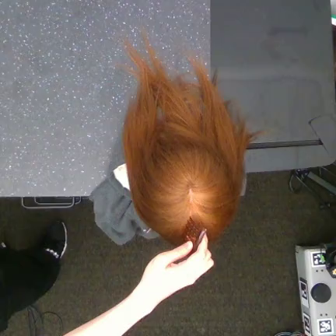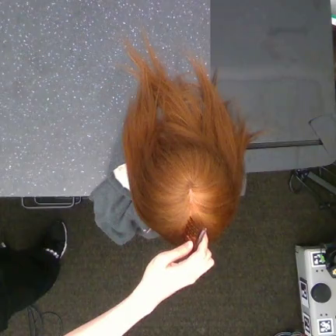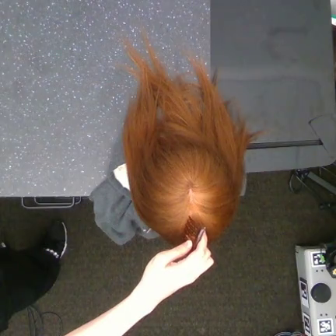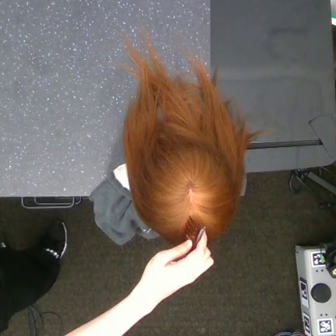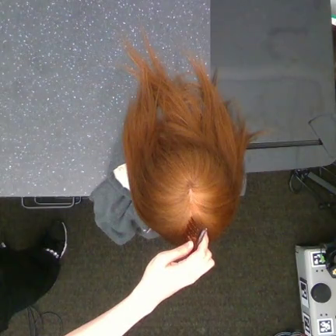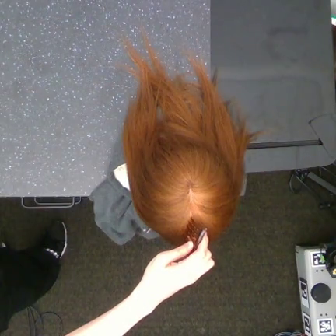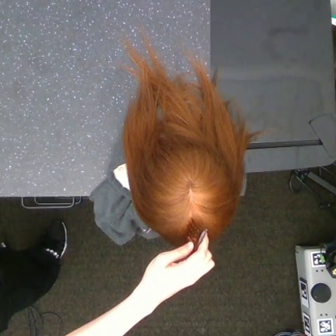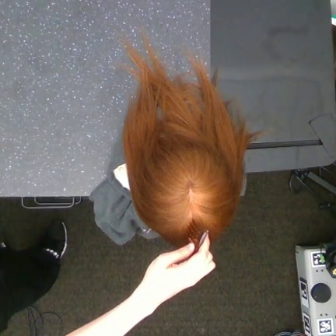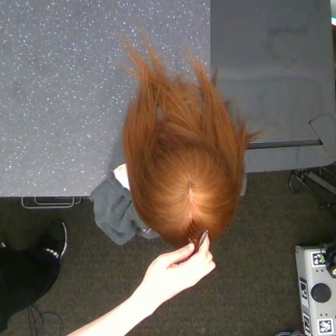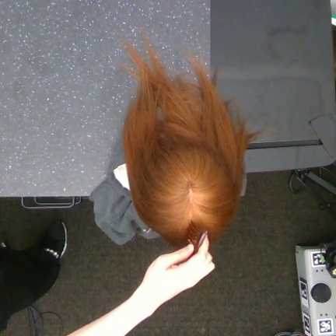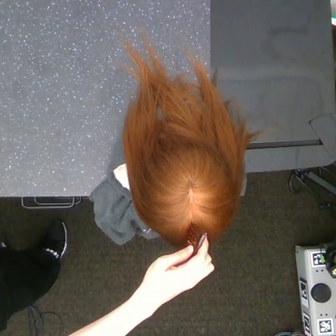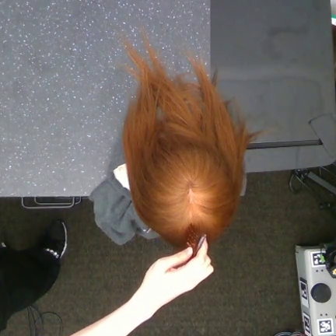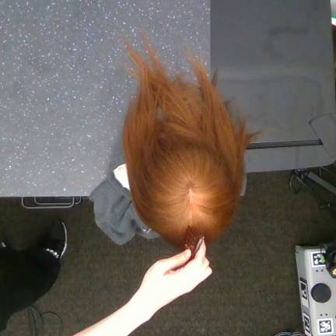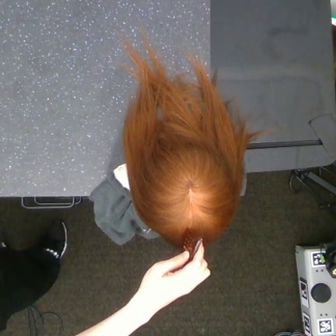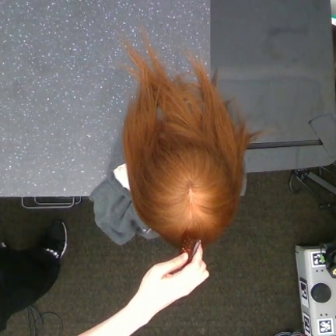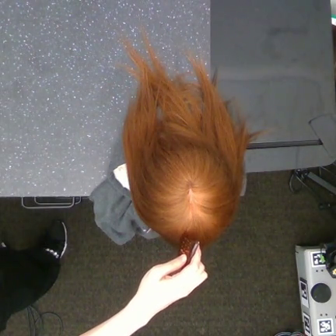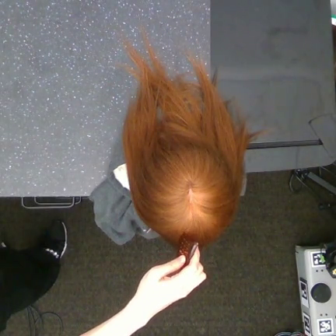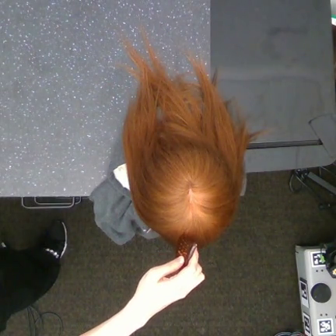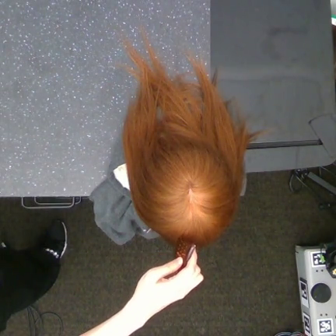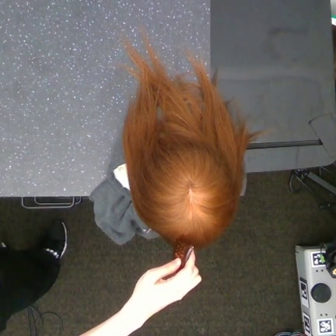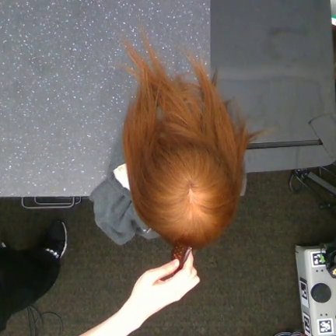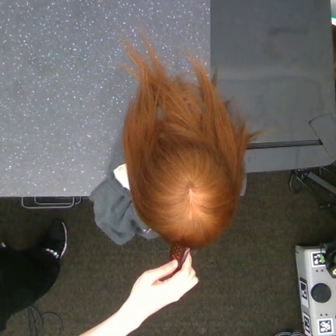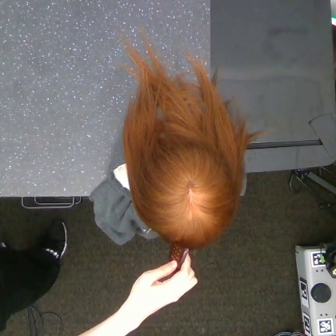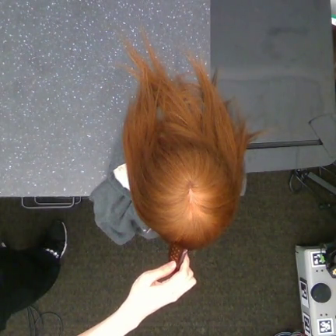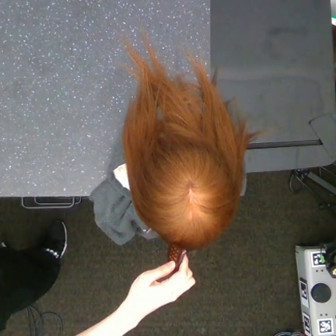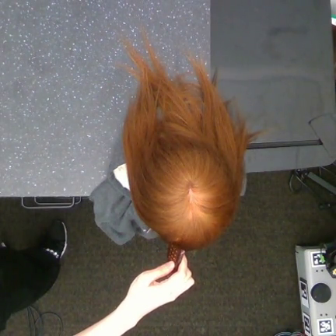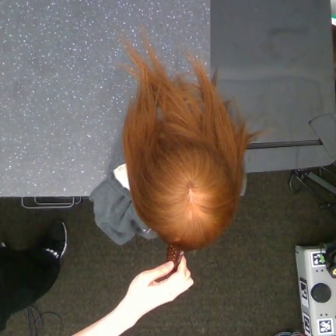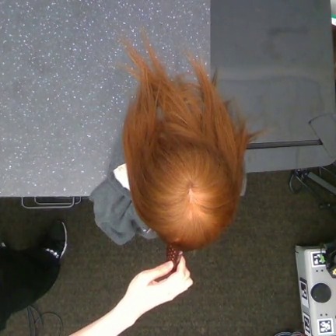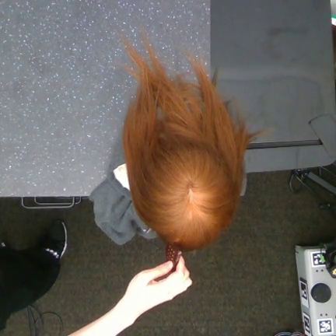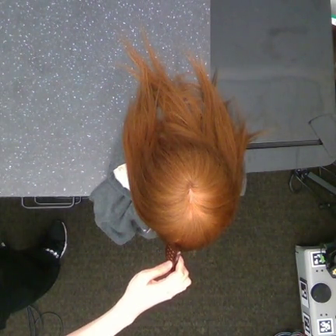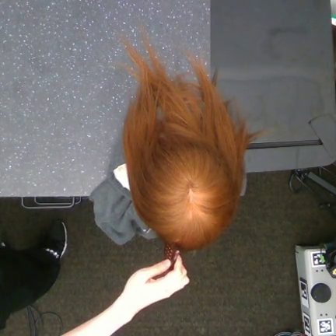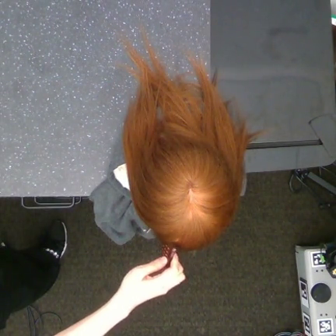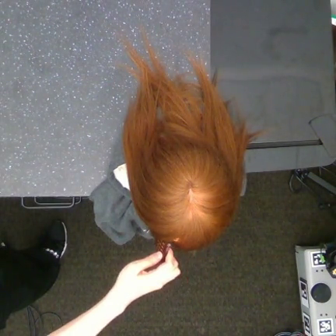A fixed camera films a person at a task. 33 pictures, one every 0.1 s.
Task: tidy front hair.
0.0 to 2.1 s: The hand goes downward.
2.1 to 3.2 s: The hand goes to the left.
